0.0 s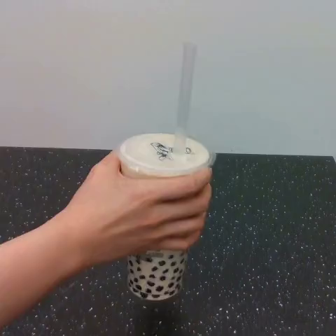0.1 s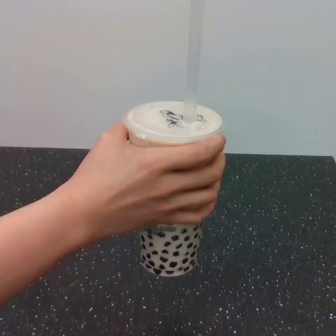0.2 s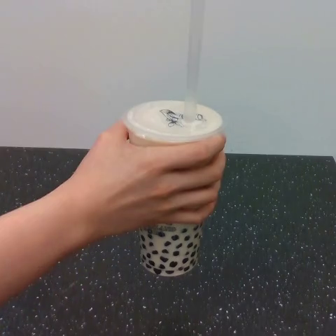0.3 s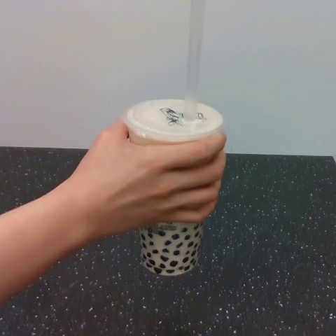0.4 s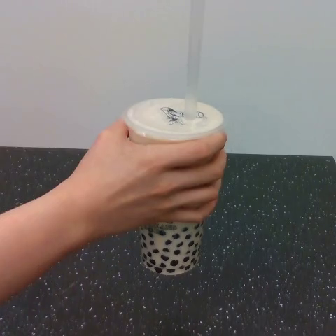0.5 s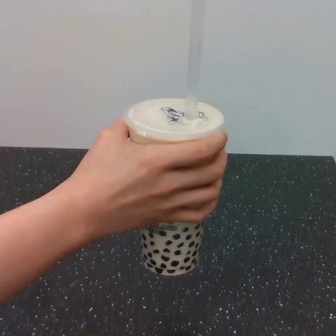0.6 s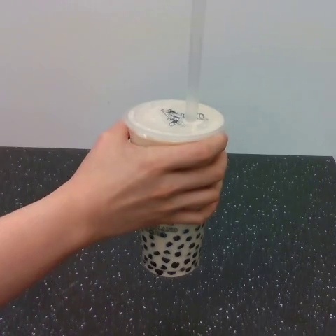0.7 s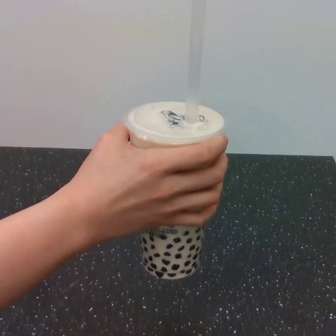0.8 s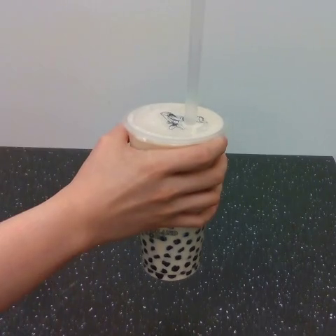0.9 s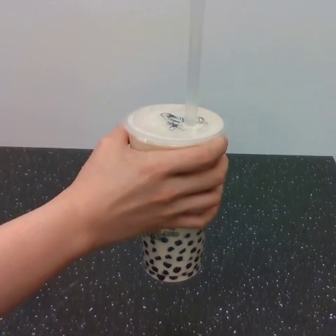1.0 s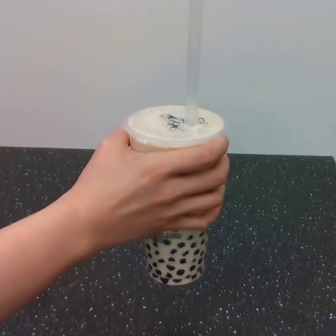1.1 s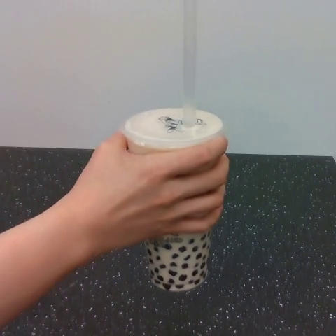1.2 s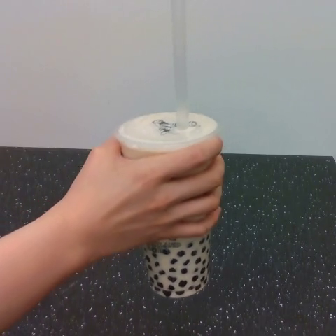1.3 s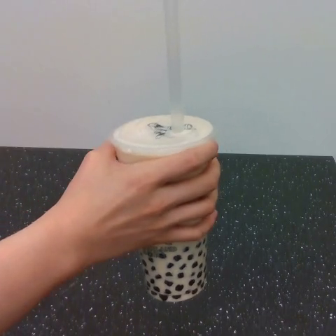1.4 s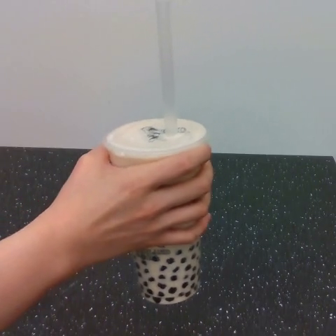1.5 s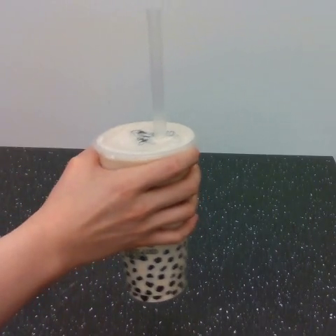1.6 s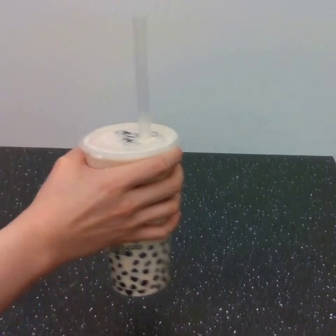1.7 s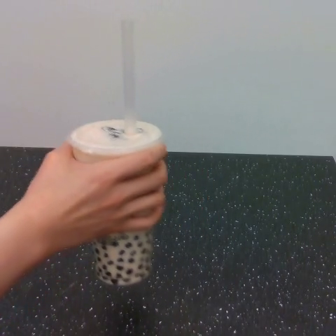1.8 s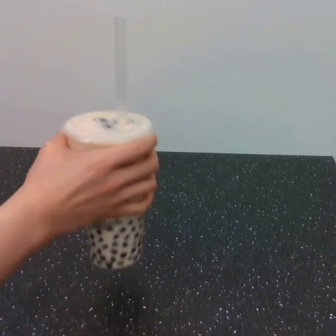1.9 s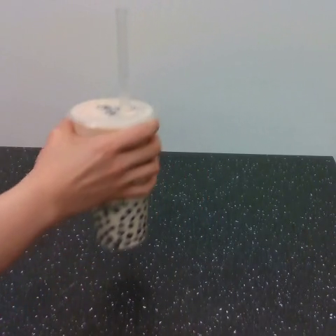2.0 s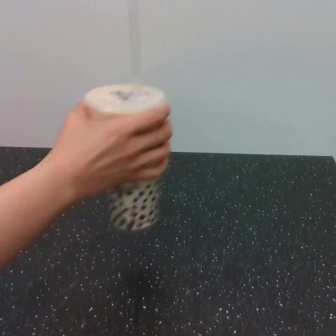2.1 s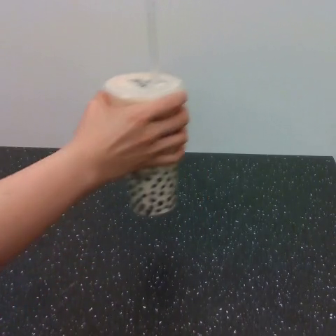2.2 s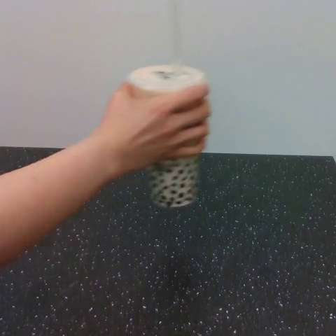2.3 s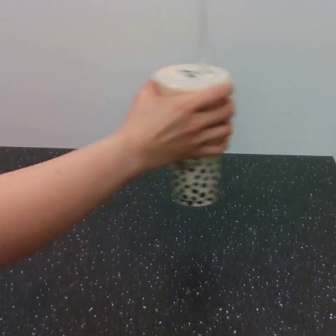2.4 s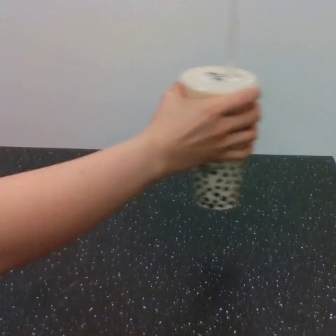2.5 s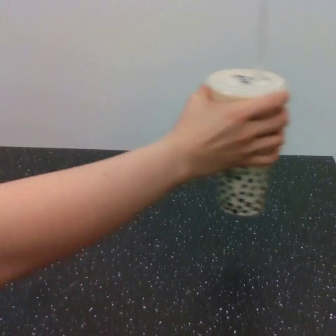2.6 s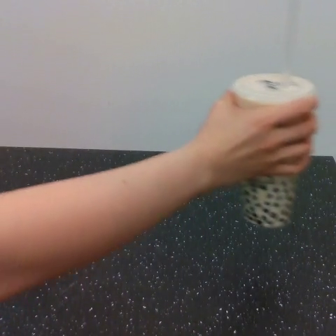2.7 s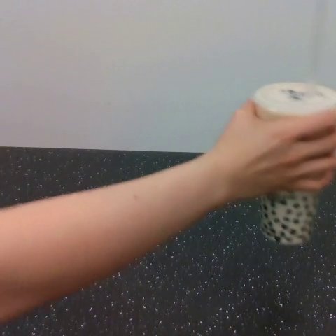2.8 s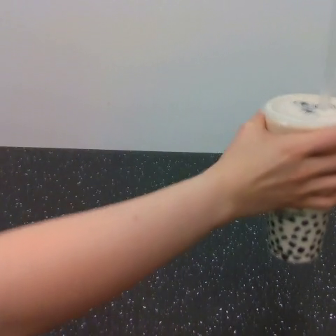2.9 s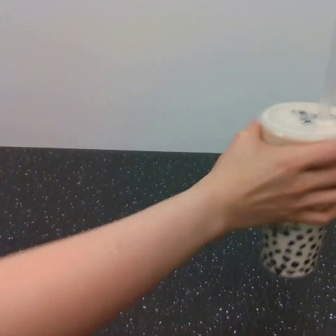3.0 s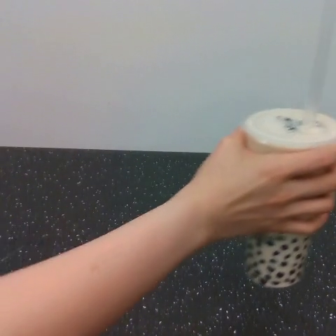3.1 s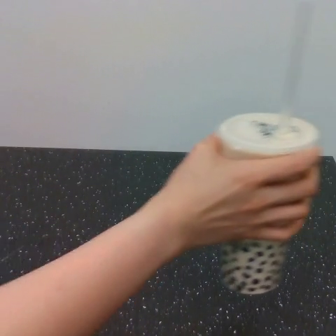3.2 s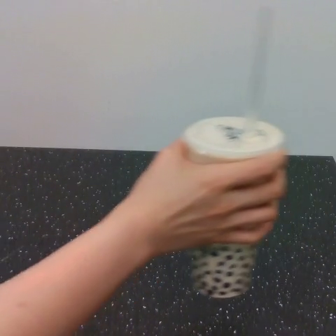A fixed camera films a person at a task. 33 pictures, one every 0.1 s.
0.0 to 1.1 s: The hand goes upward.
1.1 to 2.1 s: The hand goes to the left and upward, then to the right and upward, on a clockwise arc.
2.1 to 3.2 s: The hand goes to the right, then to the left, on a clockwise arc.
Task: shake the boba.
